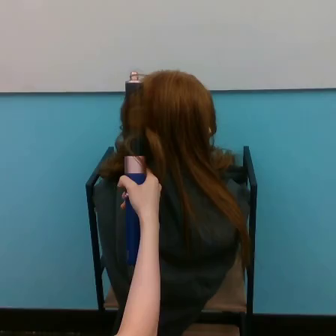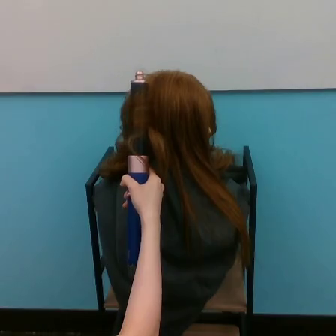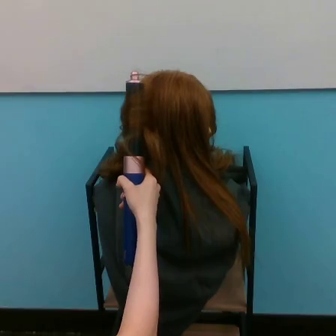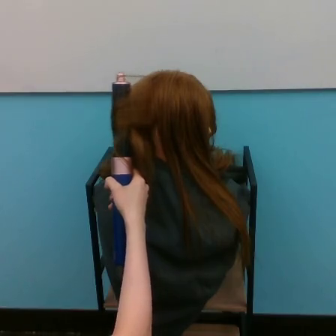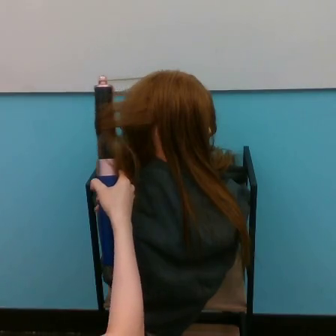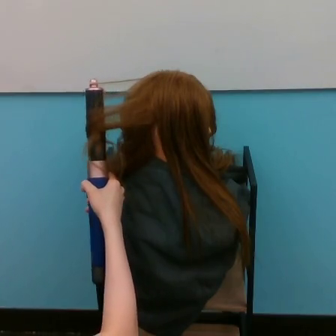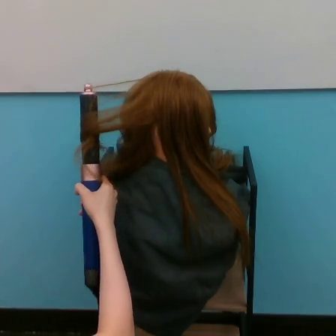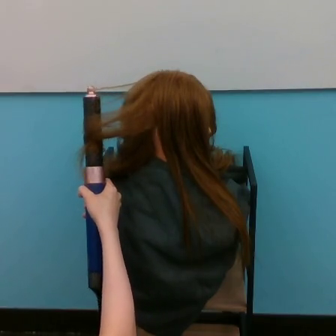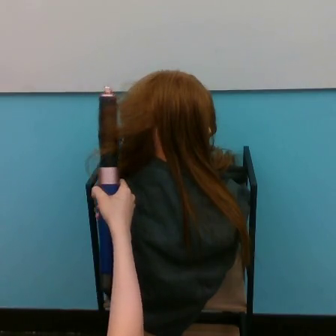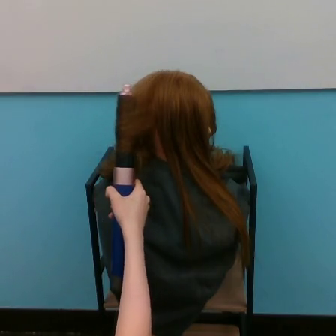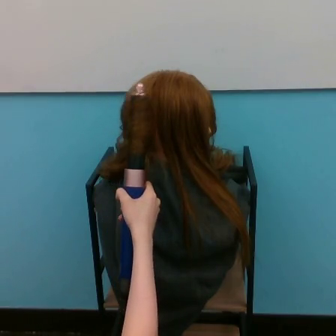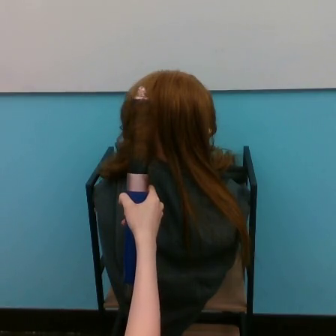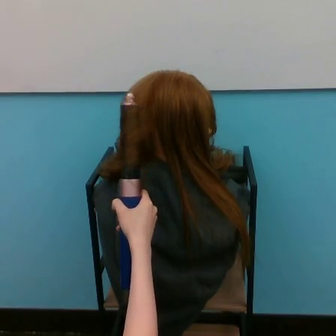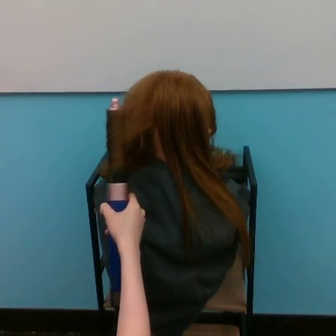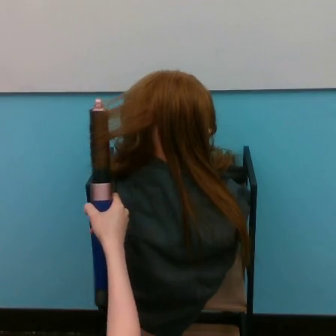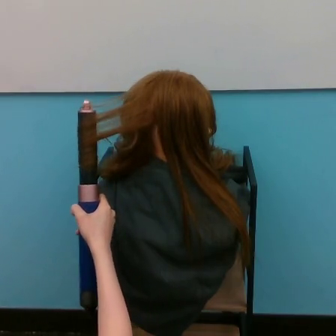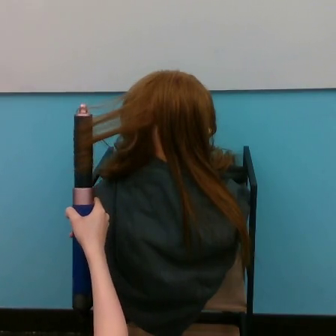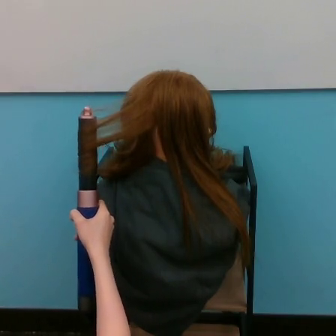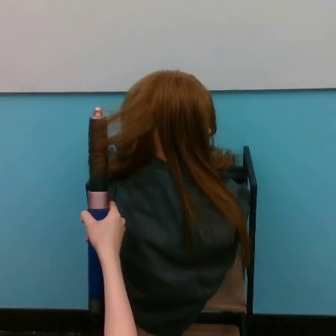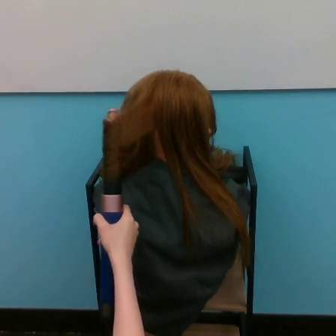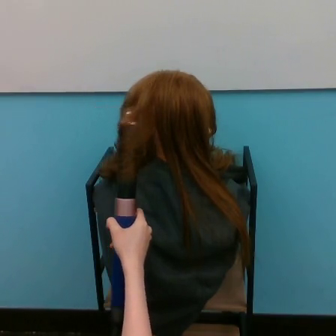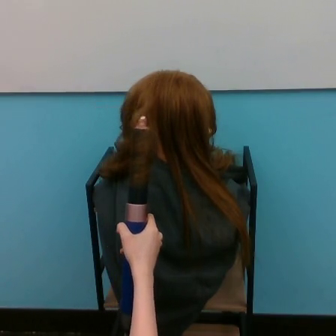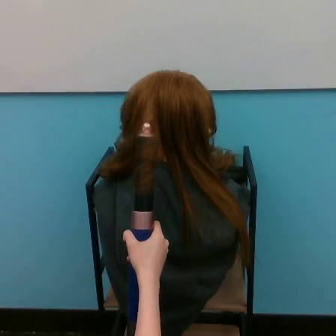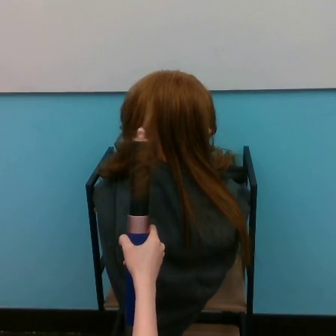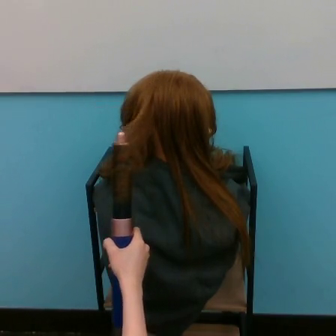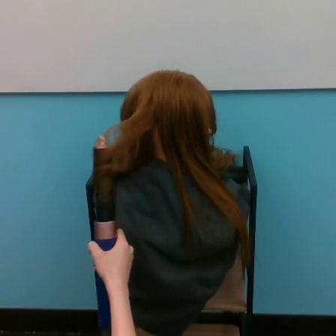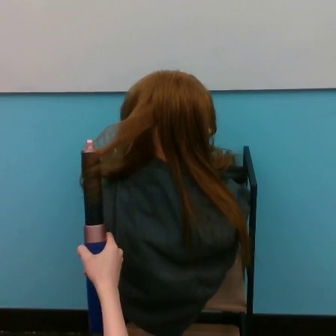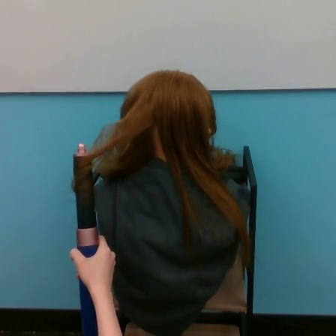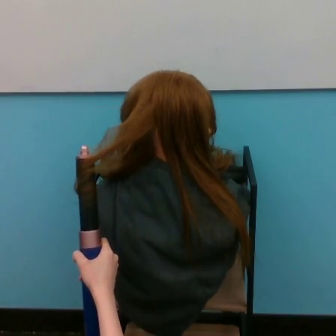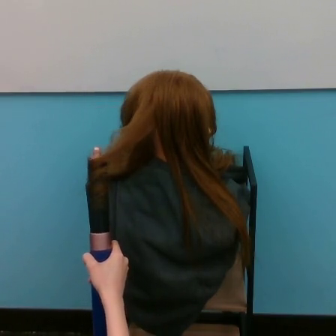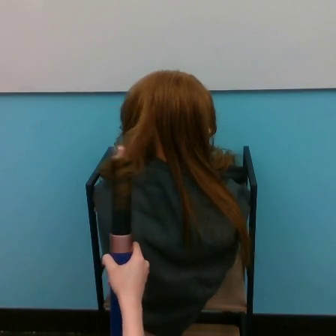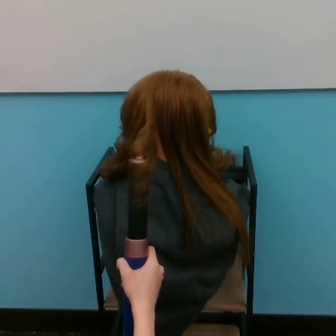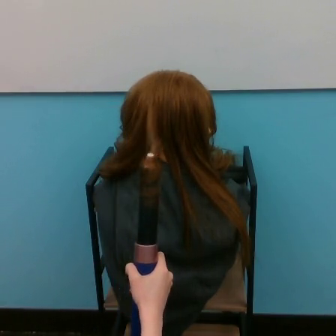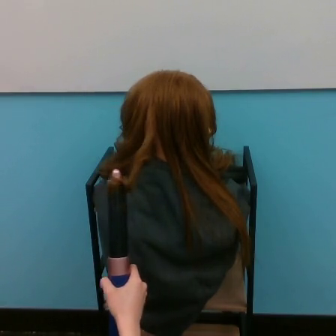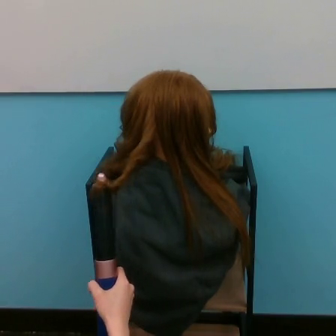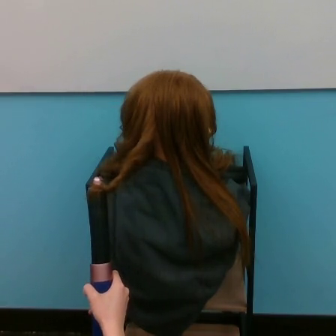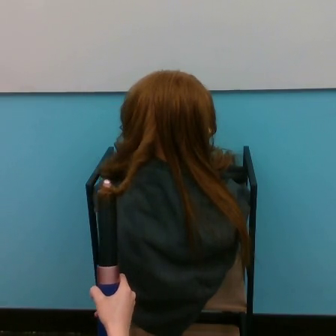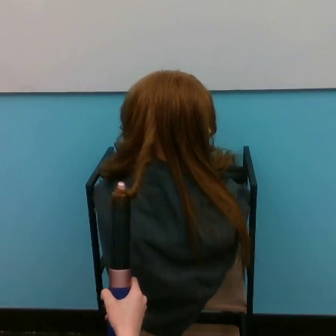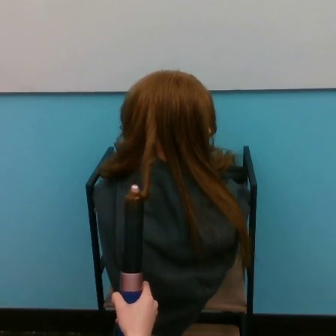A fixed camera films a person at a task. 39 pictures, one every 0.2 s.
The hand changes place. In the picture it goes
downward.
0.0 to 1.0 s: The hand goes to the left.
1.0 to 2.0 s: The hand goes to the right, on a counterclockwise arc.
2.0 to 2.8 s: The hand goes to the left, on a clockwise arc.
2.8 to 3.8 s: The hand goes to the left, then to the right.
3.8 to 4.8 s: The hand goes to the right and downward, then to the left, on a clockwise arc.
4.8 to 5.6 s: The hand goes to the left.
5.6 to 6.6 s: The hand goes to the right, then to the left, on a clockwise arc.
6.6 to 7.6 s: The hand goes downward, on a counterclockwise arc.
Task: curl hair.
Motion: move downward, making horizontal oscillations to the left and to the right.
